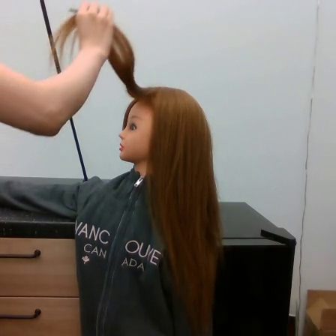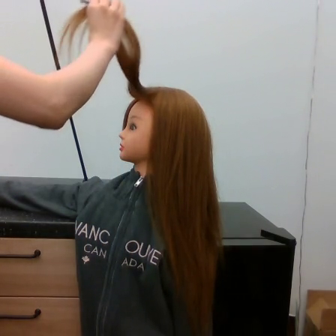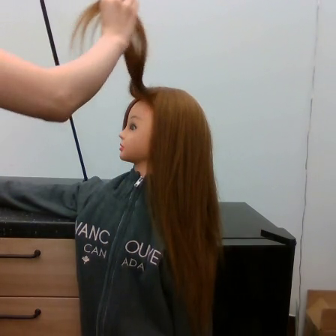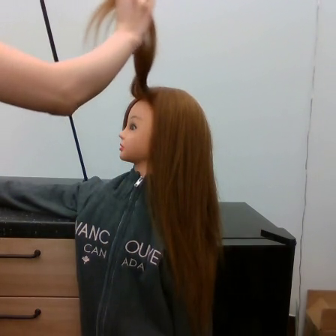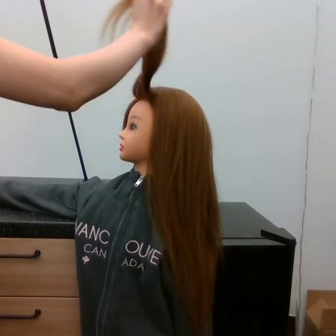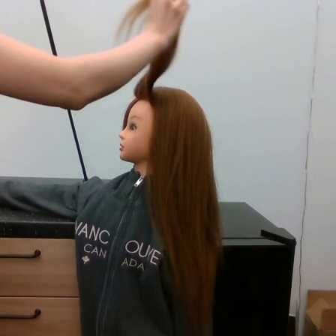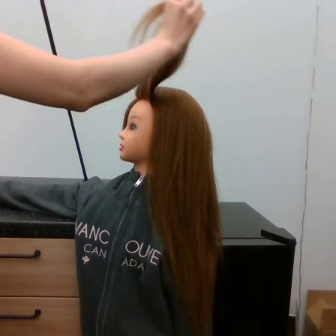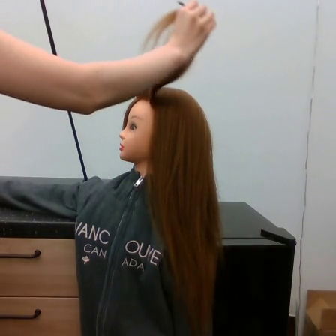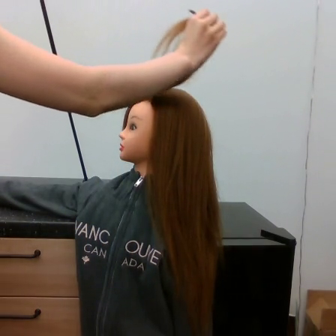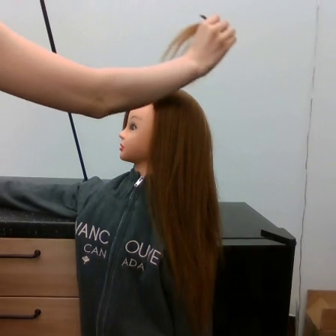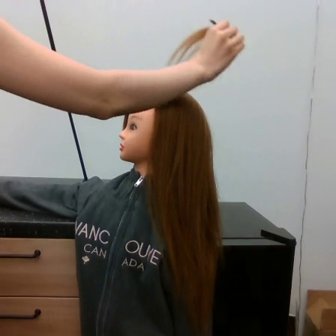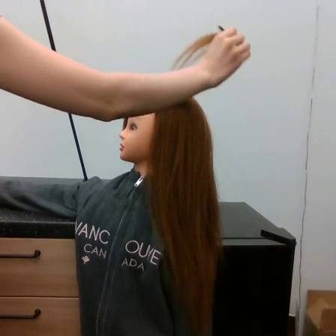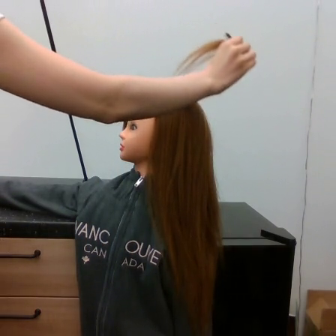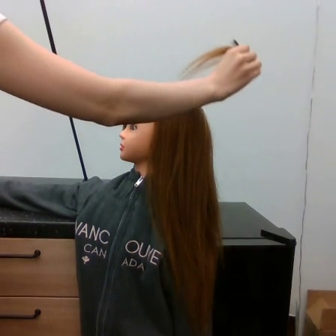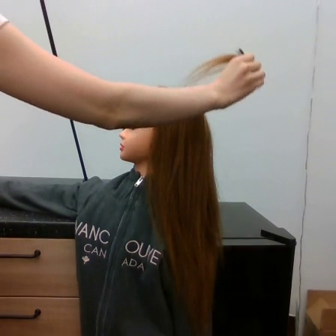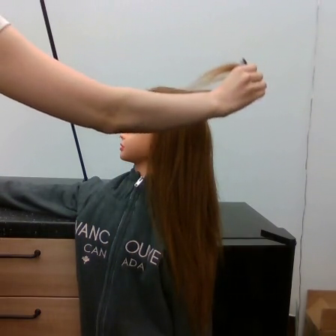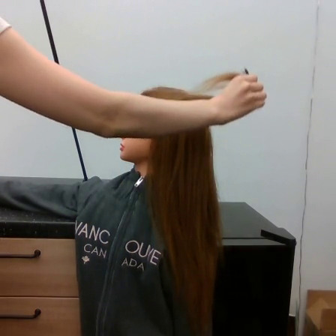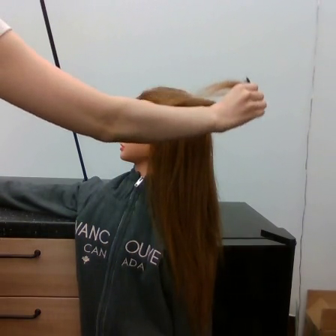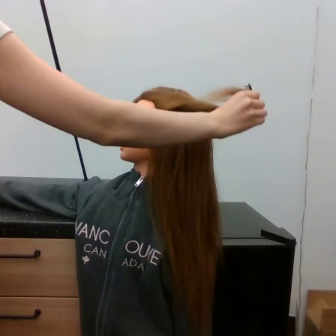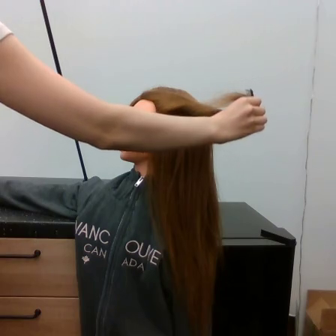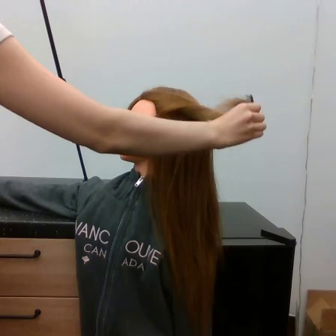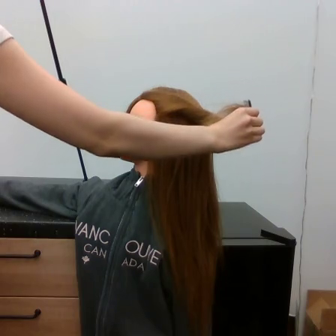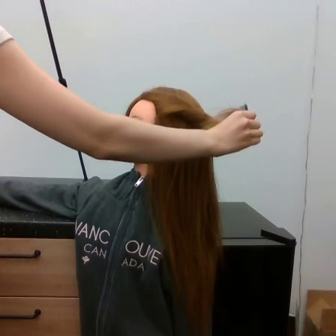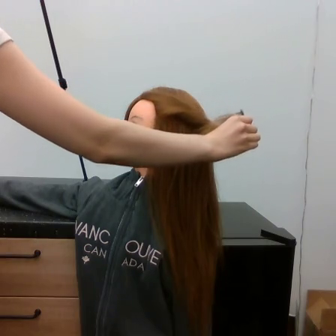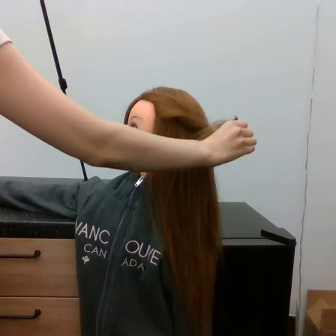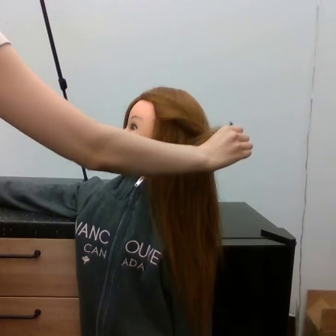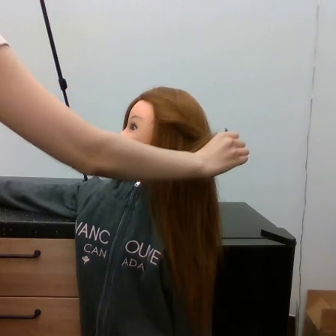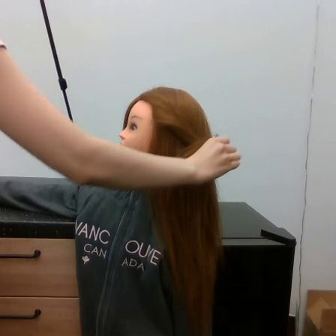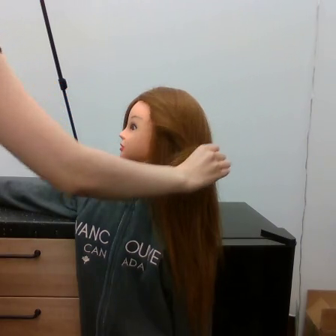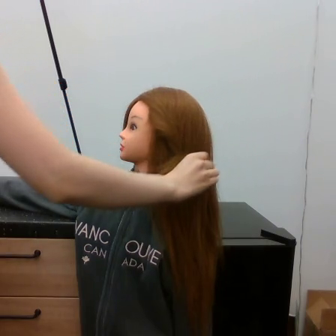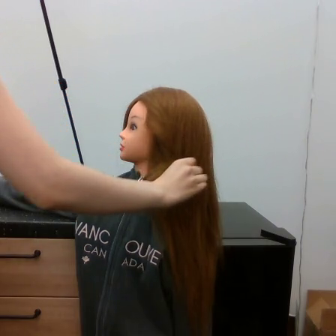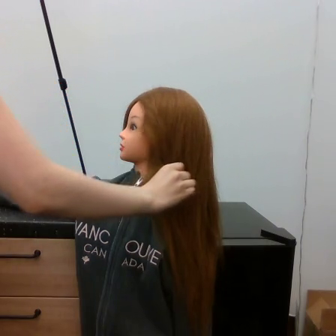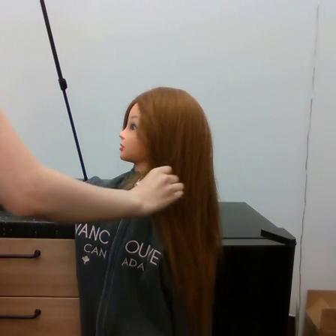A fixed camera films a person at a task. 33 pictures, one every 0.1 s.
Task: tidy side hair.
0.0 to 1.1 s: The hand goes to the right.
1.1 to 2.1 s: The hand goes downward.
2.1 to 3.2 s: The hand goes to the left and downward.
